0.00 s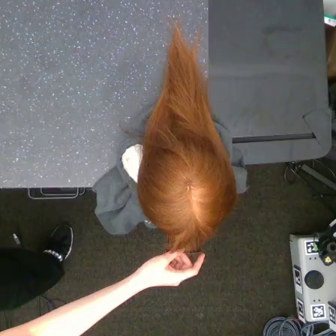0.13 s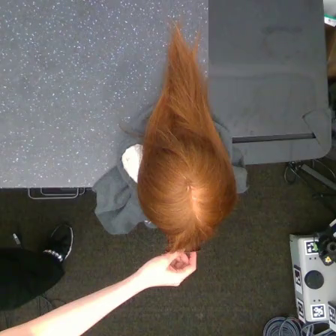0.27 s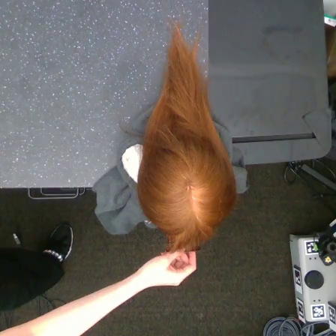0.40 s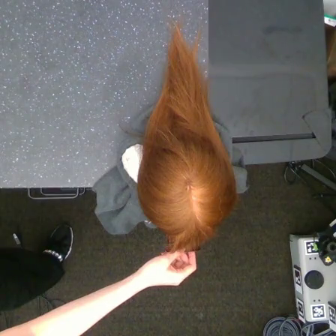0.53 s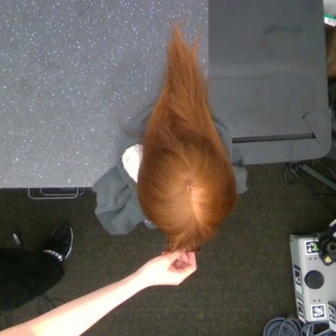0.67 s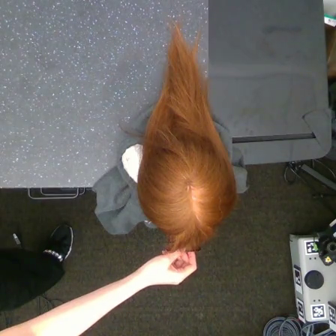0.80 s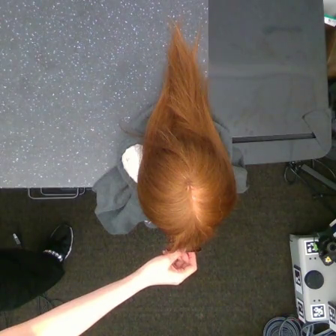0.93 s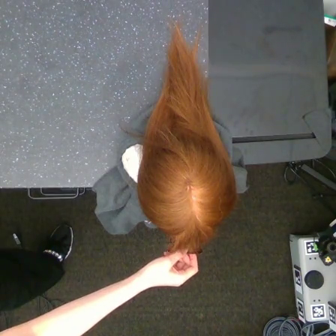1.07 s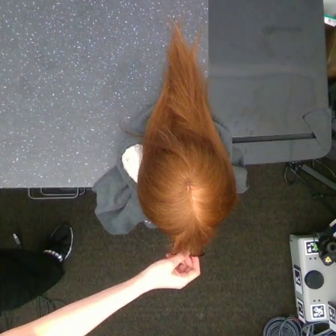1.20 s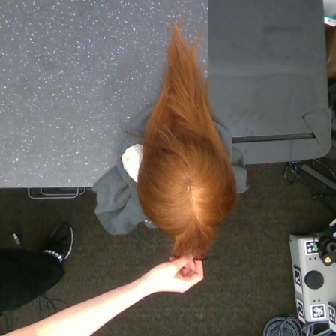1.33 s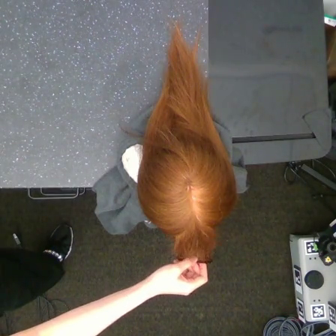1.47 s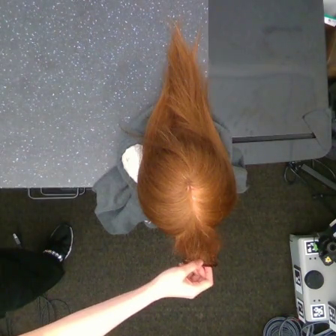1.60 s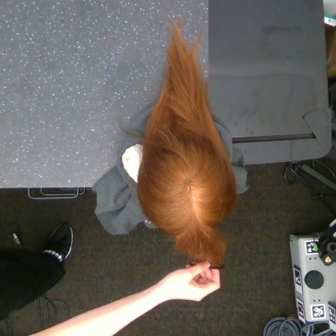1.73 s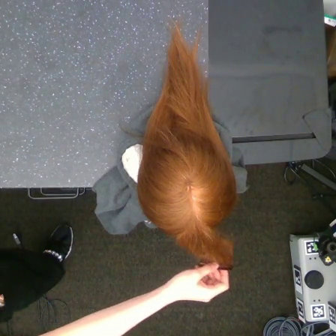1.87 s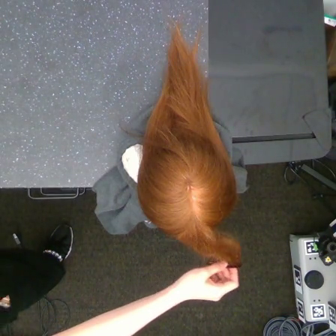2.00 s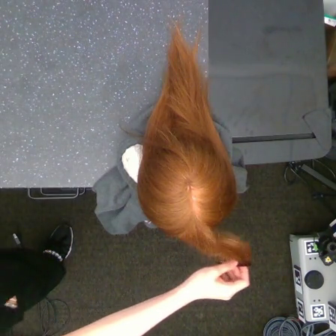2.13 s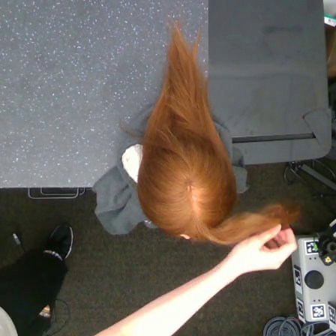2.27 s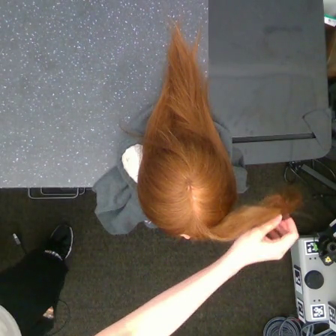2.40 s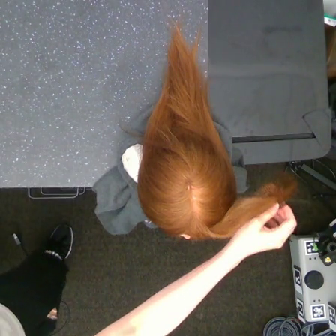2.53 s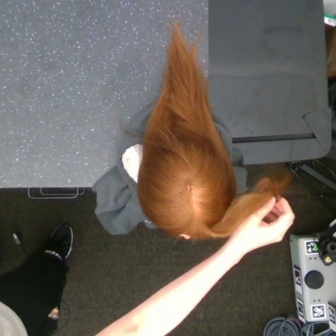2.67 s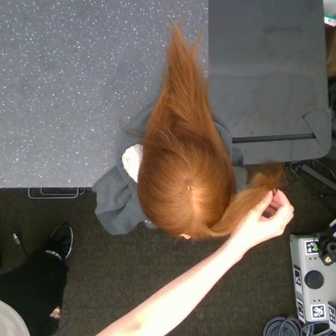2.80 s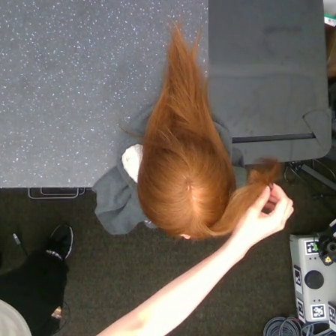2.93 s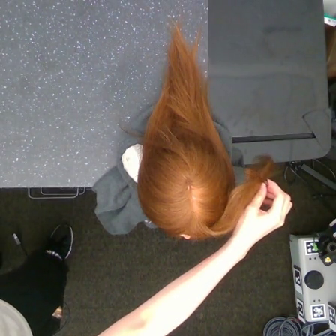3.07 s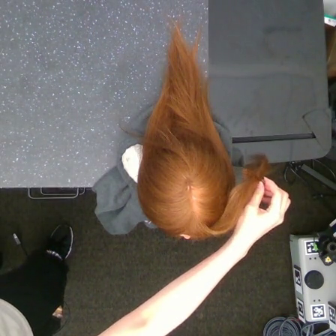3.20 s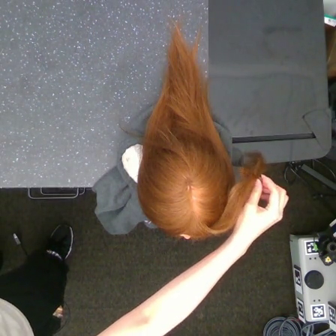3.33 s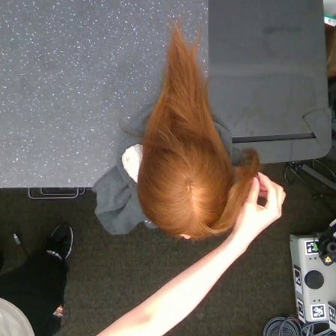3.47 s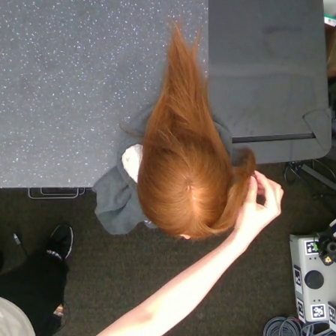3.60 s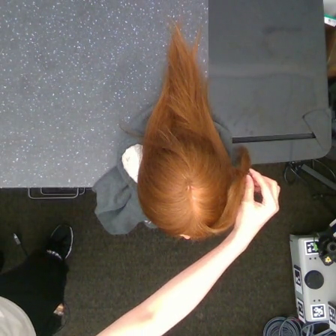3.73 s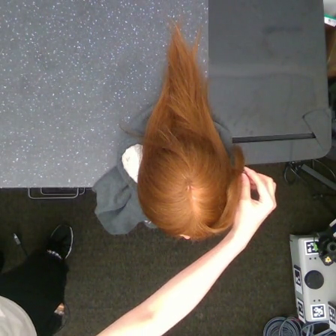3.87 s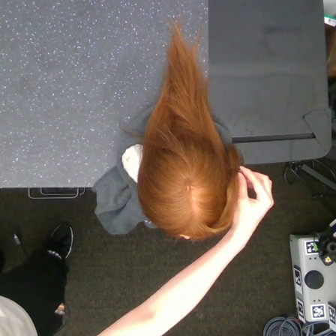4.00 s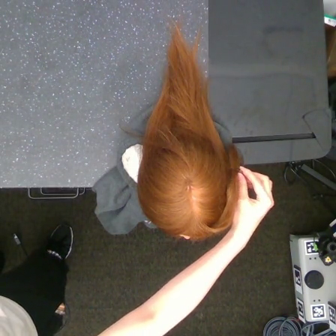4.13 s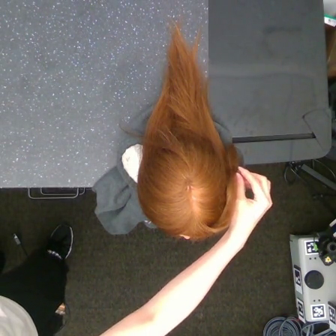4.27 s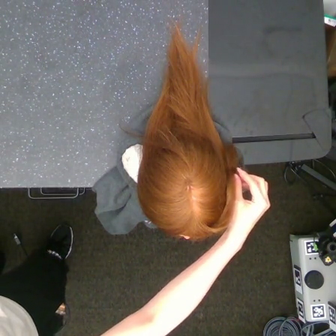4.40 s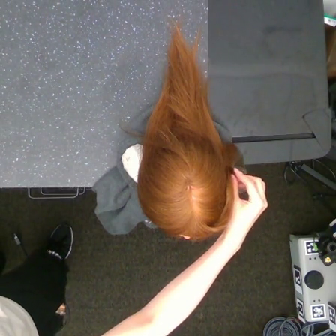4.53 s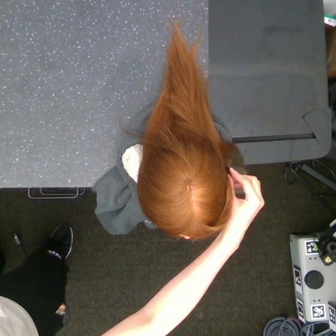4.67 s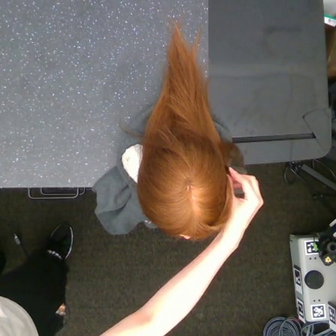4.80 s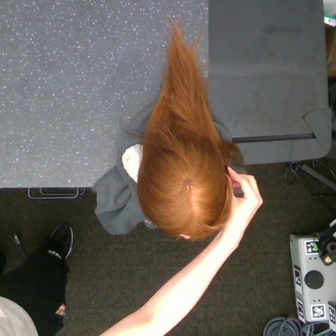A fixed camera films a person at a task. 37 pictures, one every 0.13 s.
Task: tidy front hair.
Motion: make a half circular motion counter-clockwise.
0.00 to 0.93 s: The hand stays where it is.
0.93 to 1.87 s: The hand goes to the right.
1.87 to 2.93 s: The hand goes upward and to the right.
2.93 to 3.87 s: The hand goes to the left and upward.
3.87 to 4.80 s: The hand moves only a little.
